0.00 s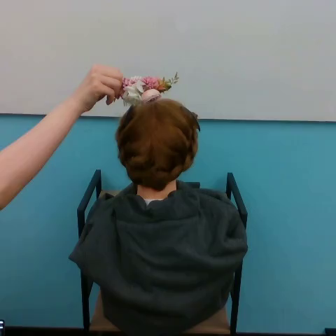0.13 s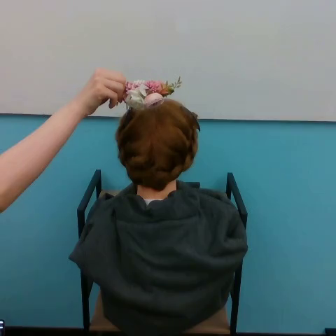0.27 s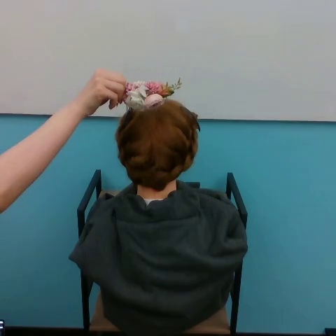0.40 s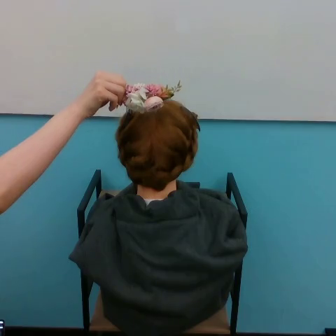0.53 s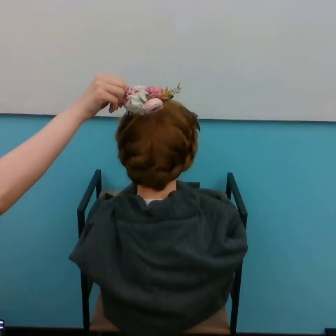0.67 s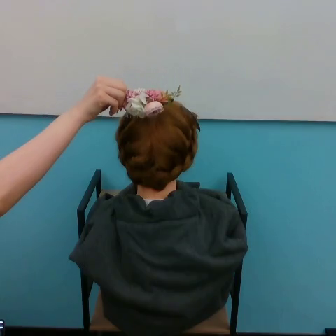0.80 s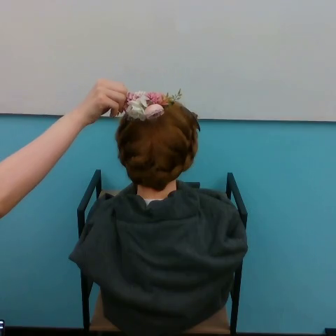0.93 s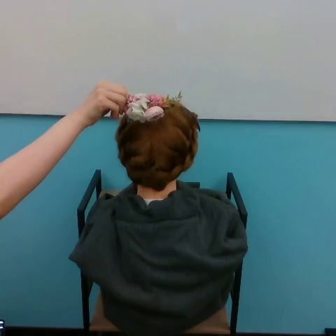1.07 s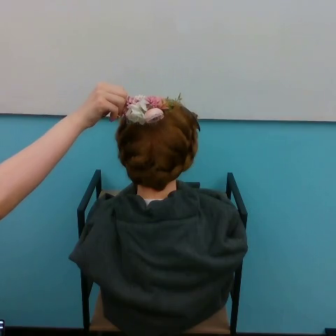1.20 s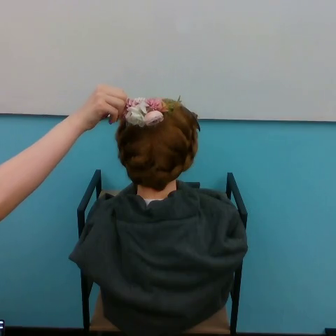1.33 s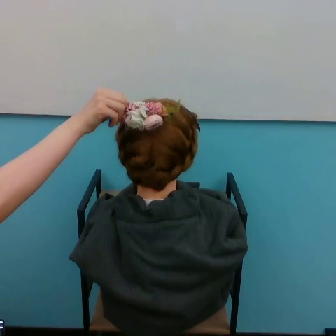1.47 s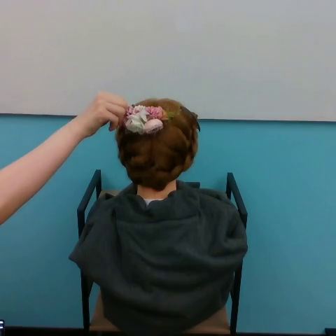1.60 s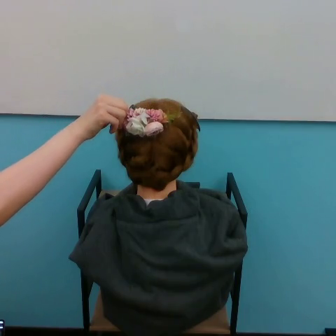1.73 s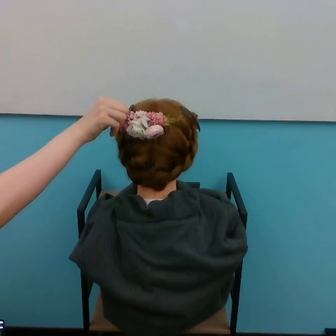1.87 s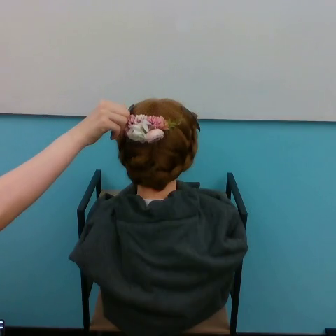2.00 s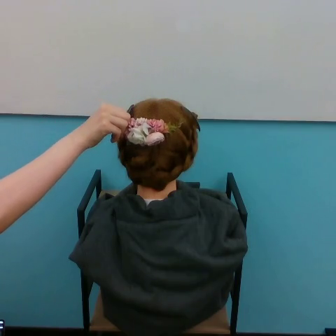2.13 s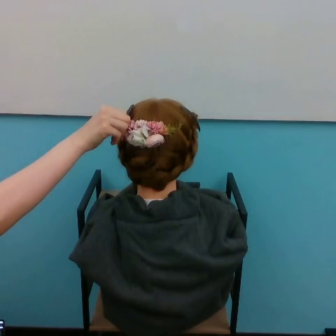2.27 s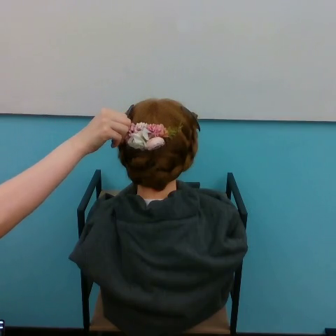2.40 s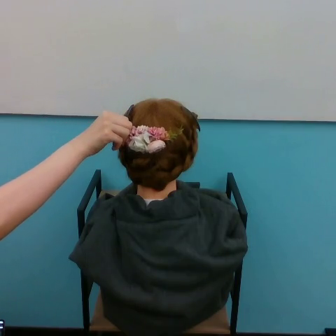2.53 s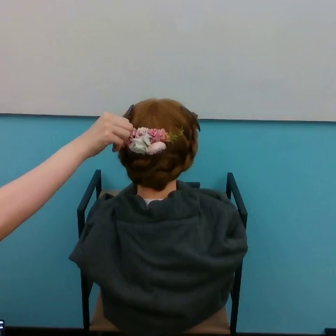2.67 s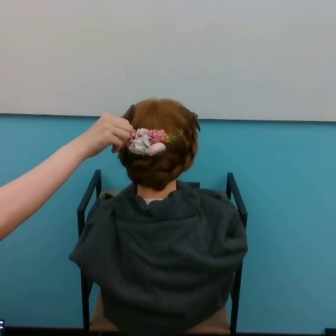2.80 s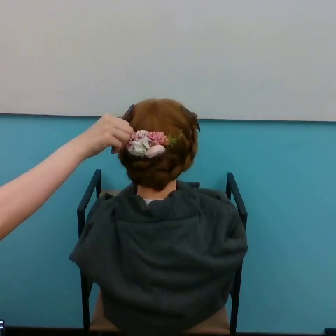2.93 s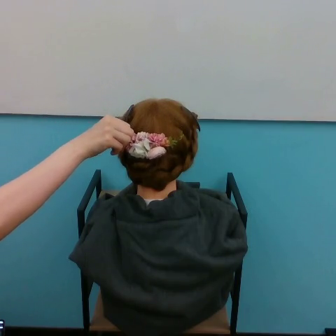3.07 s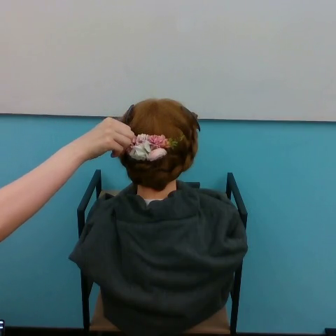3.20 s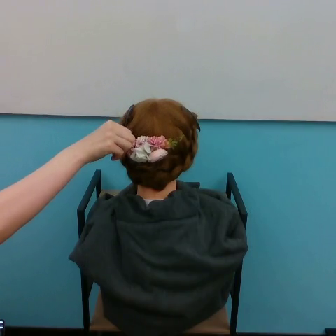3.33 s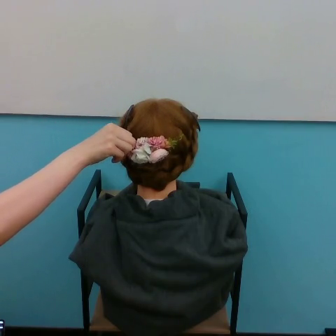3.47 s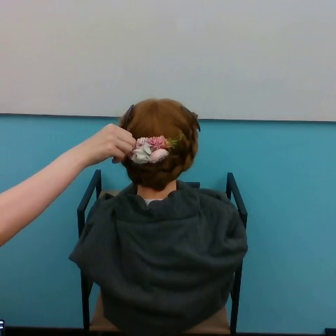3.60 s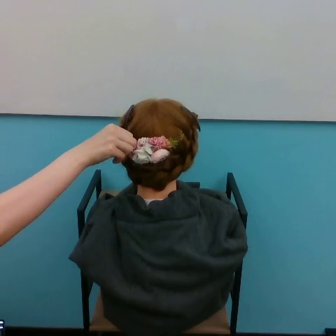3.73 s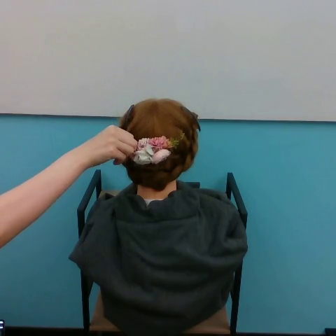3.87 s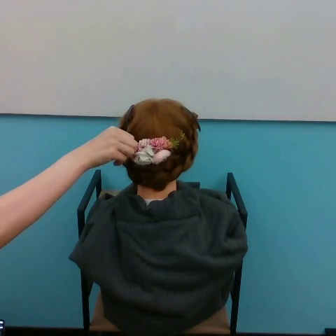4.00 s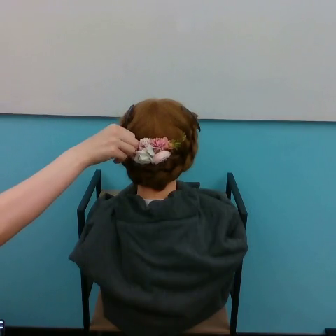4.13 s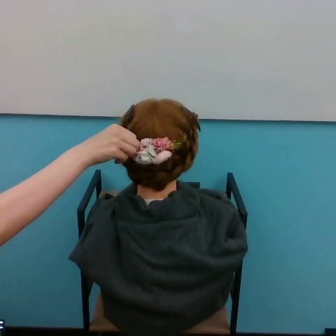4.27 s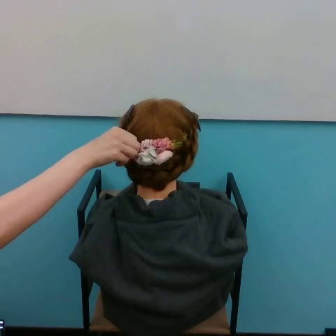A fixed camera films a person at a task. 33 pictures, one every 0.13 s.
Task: tuck flower in hair.
Motion: move downward.
0.00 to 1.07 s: The hand goes downward.
1.07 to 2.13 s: The hand goes downward.
2.13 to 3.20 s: The hand goes downward.
3.20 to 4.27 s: The hand moves only a little.
